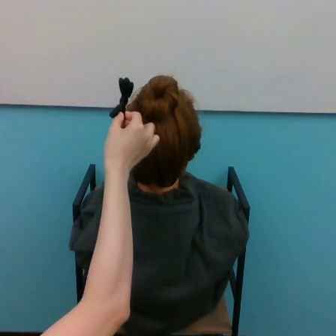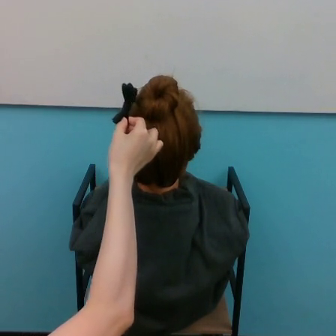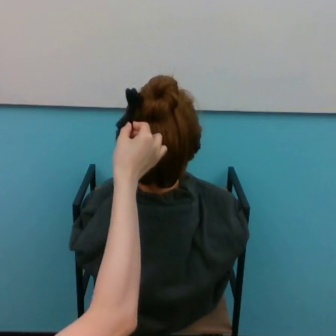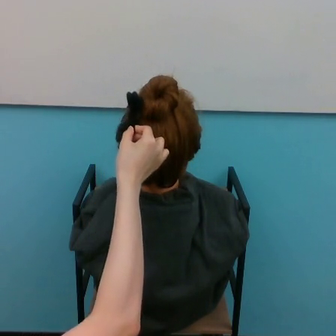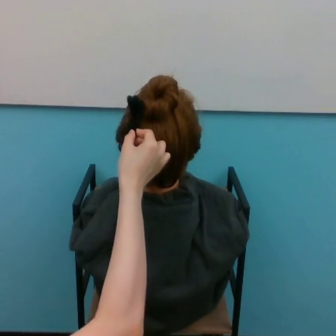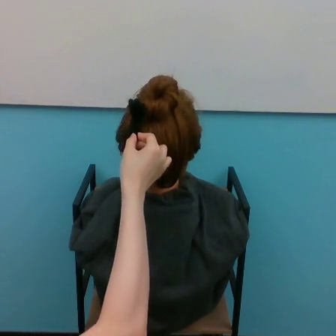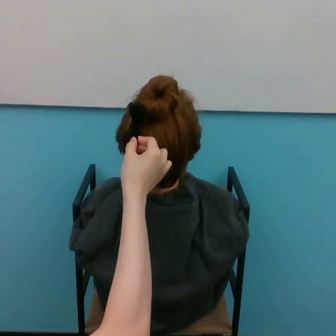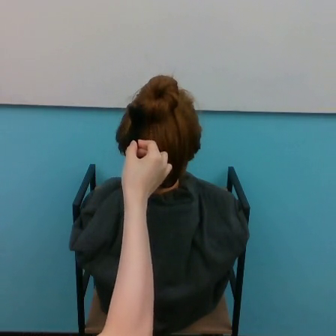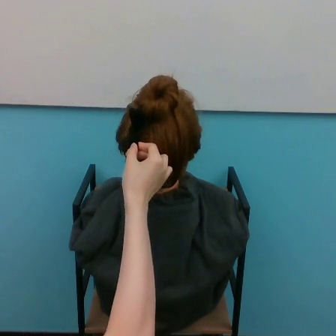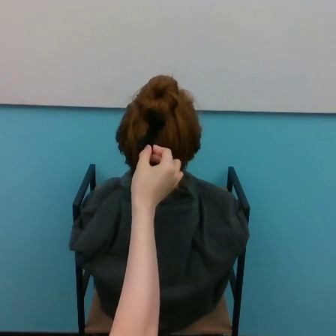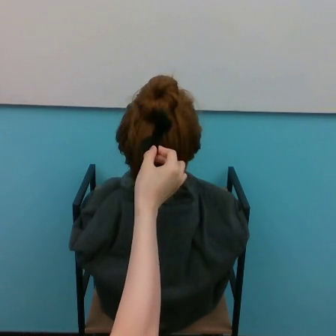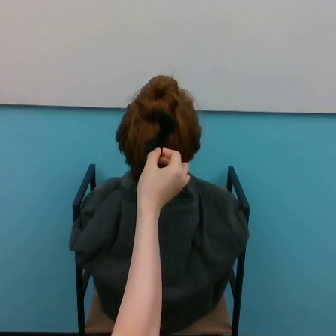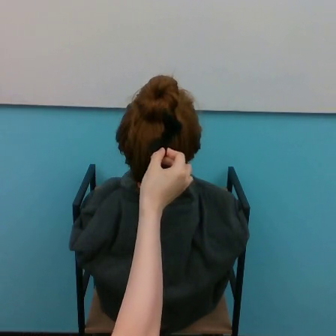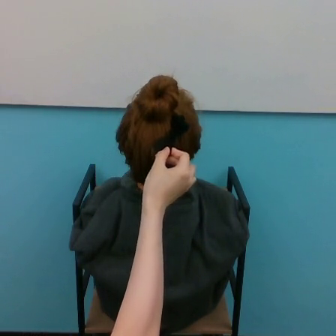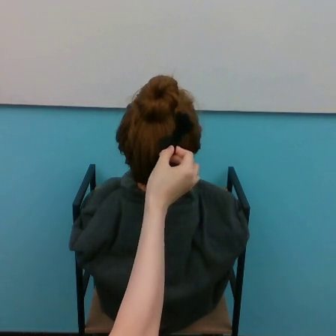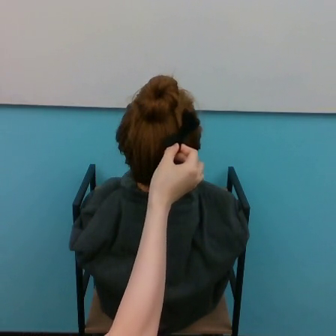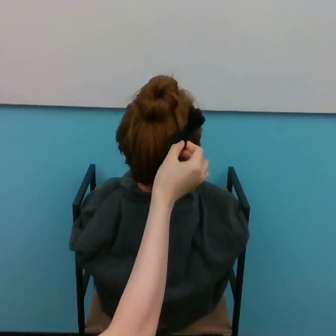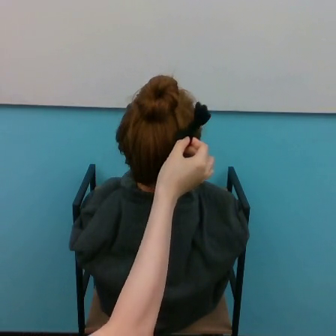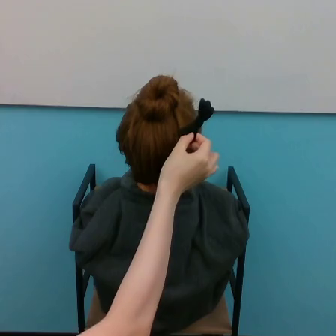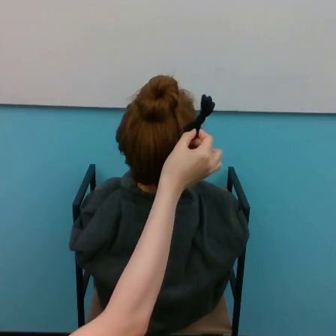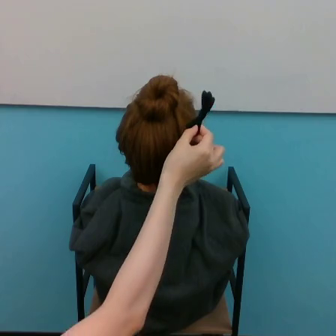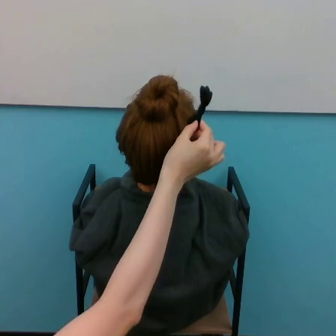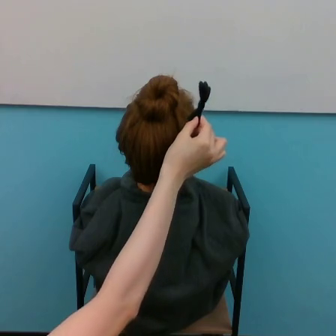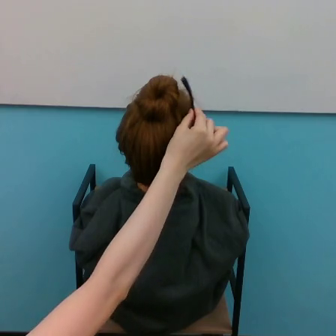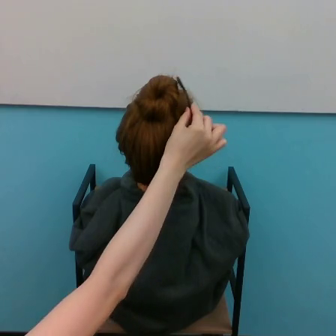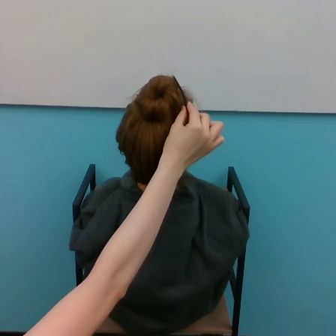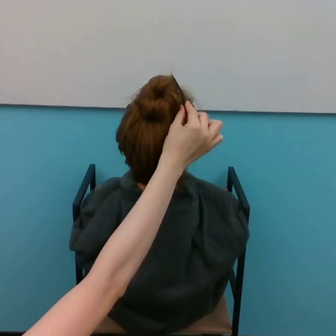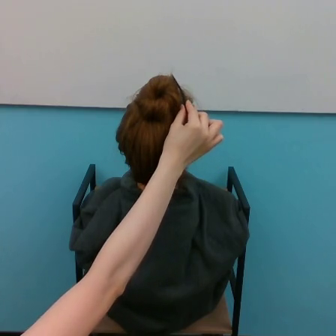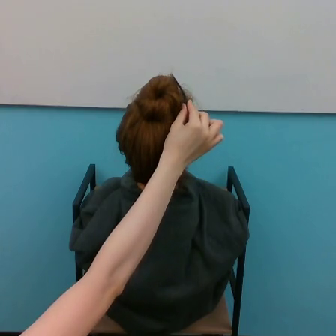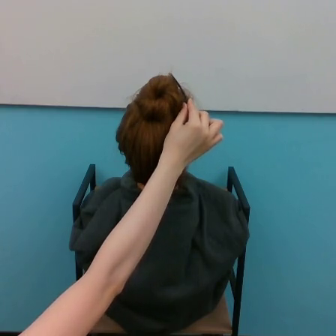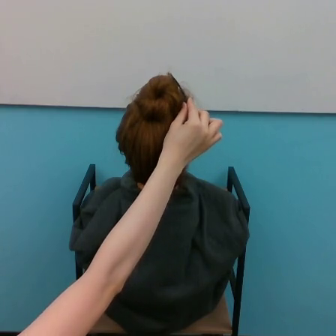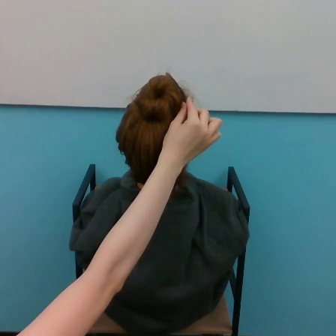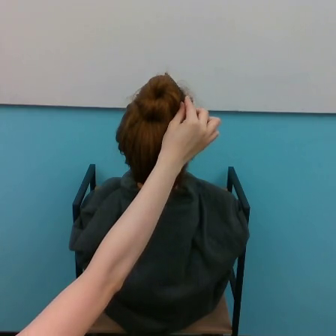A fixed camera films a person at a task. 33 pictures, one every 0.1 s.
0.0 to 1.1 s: The hand goes downward and to the right.
1.1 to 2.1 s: The hand goes to the right and upward.
2.1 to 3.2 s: The hand goes upward.
Task: tidy back hair.
